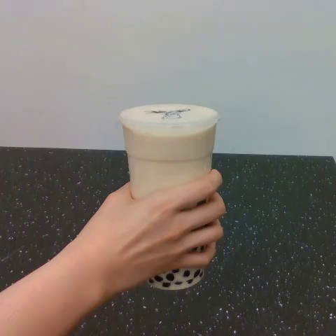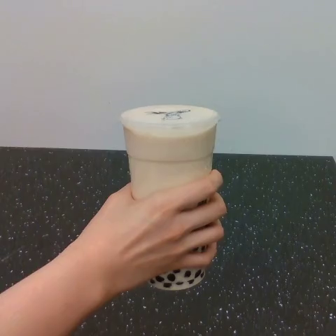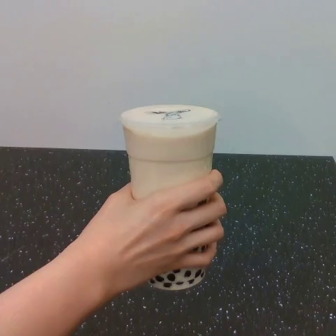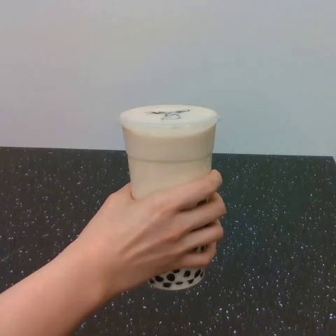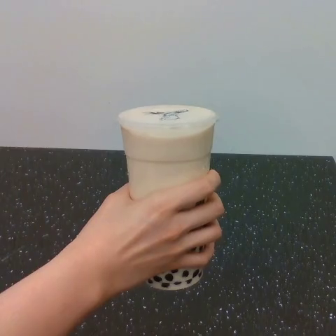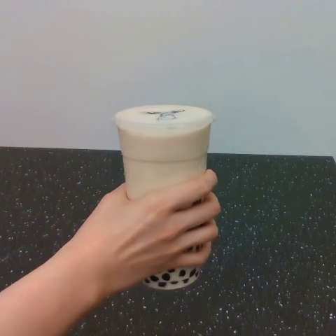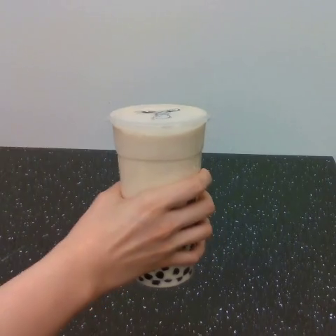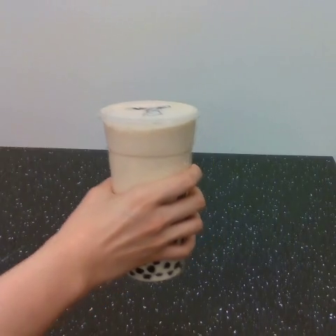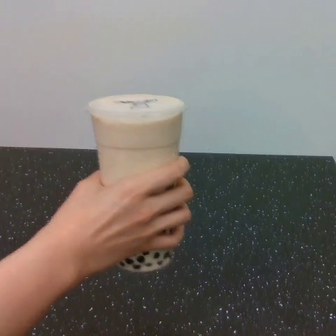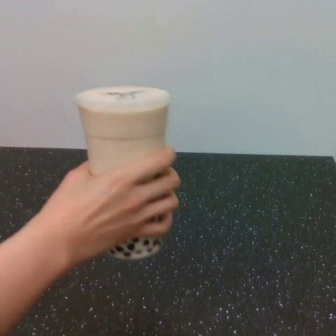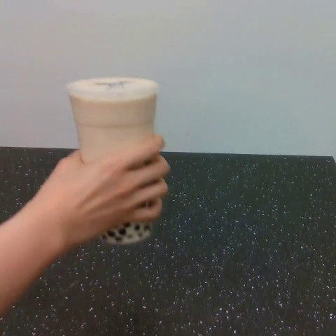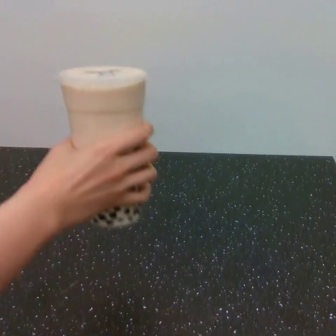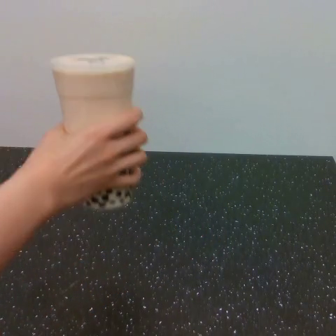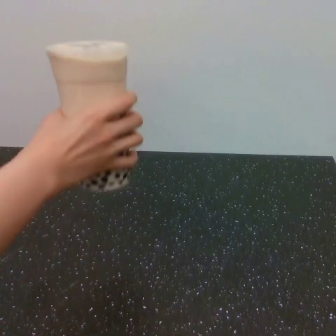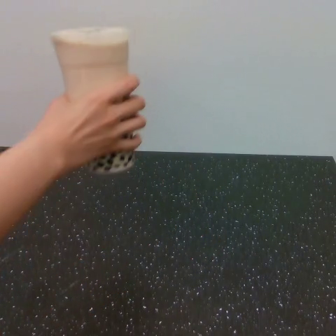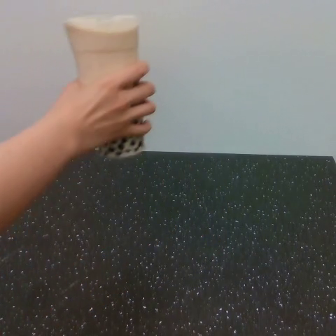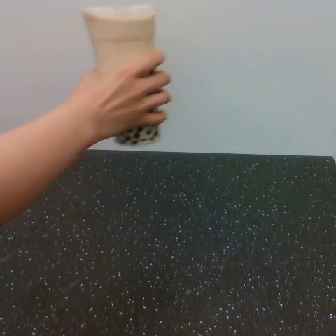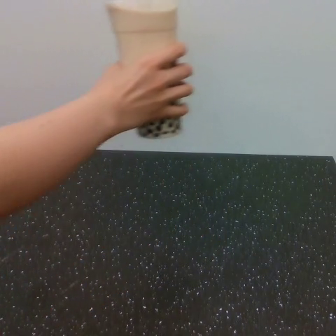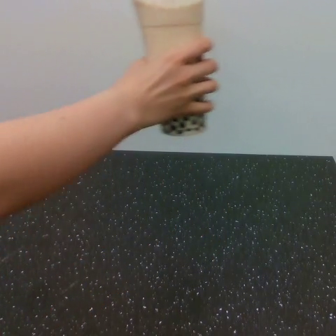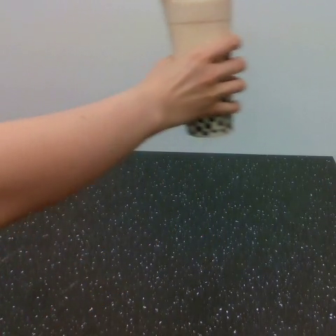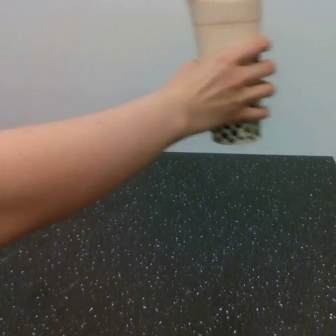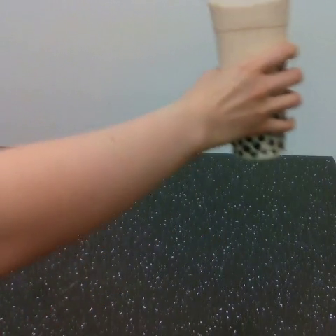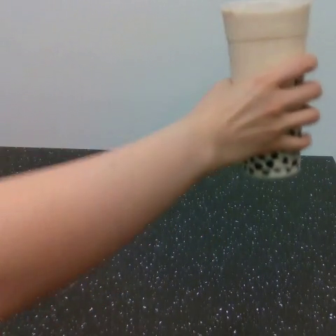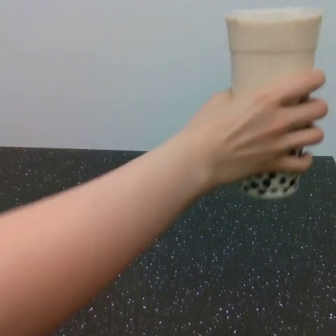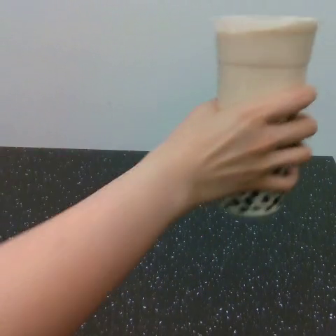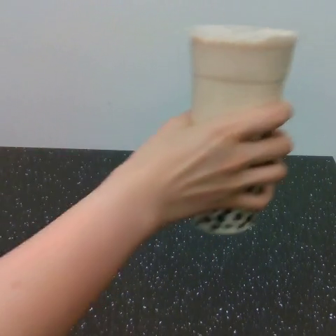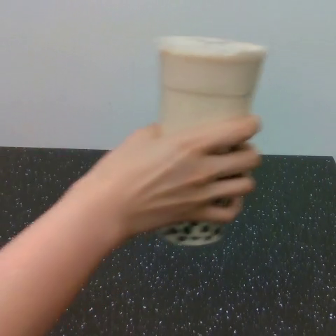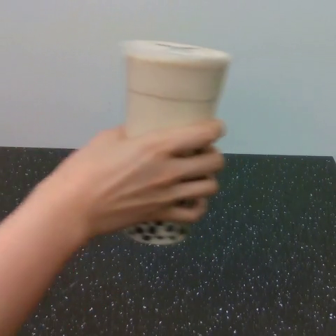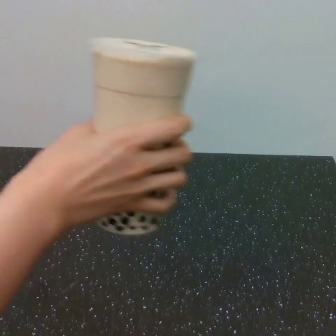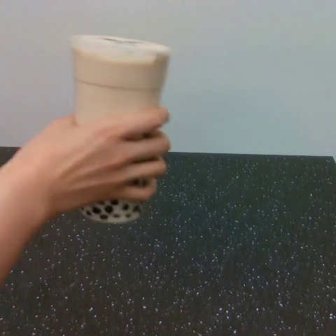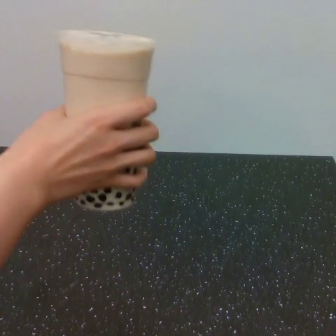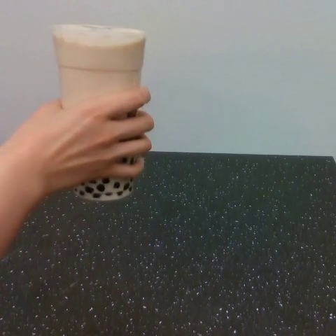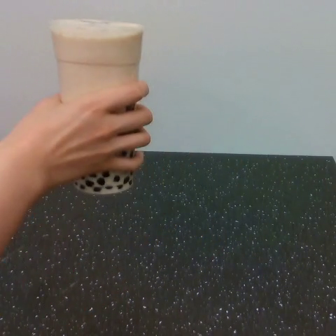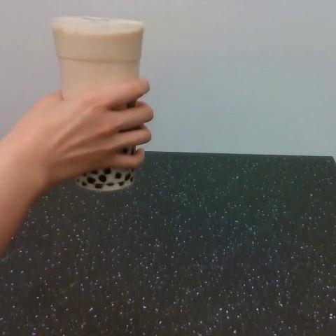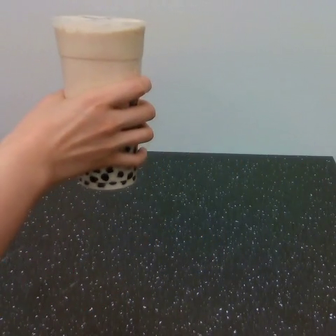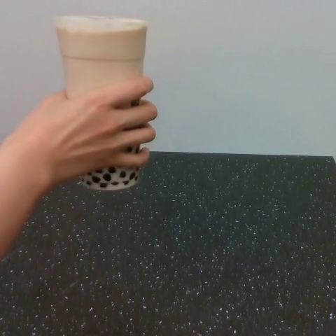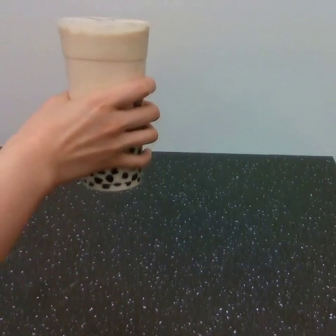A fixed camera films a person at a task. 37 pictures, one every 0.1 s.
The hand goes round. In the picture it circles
clockwise.
0.0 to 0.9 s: The hand goes to the left and upward.
0.9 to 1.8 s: The hand goes upward and to the right, on a clockwise arc.
1.8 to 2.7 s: The hand goes to the right and downward, then to the left and downward, on a clockwise arc.
2.7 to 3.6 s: The hand goes to the left and upward, on a clockwise arc.
In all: It circles clockwise, turning through about 450 degrees.
Task: shake the boba.
Motion: make a circular motion clockwise.
